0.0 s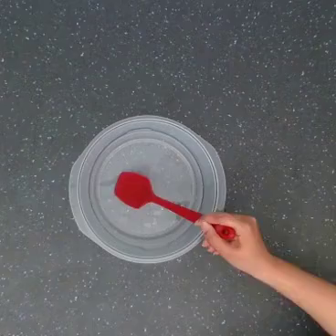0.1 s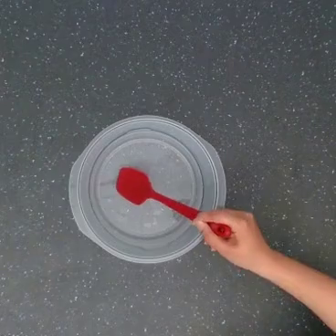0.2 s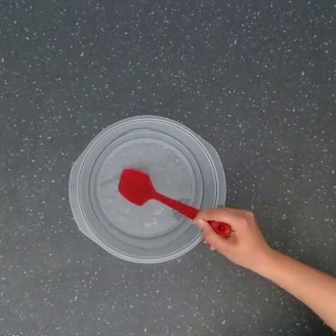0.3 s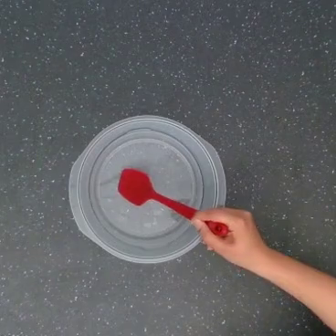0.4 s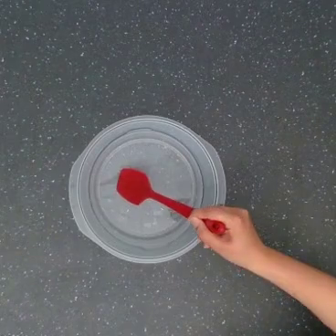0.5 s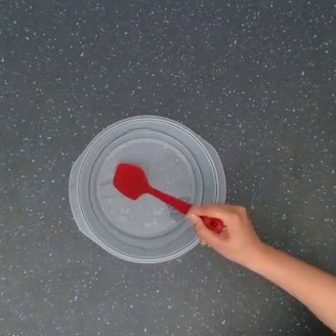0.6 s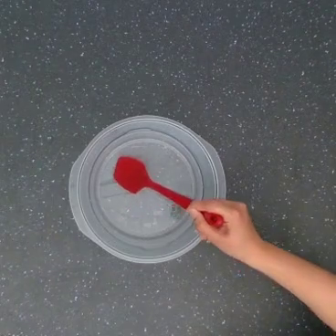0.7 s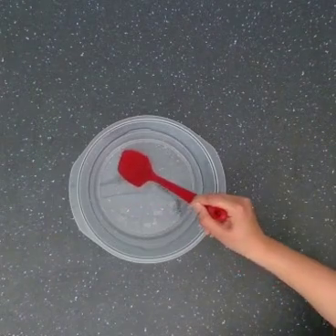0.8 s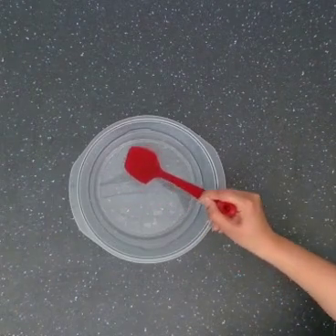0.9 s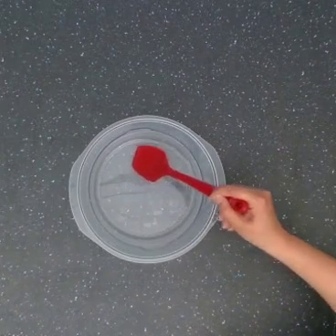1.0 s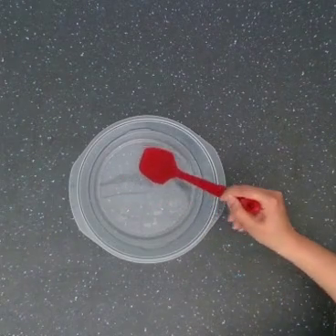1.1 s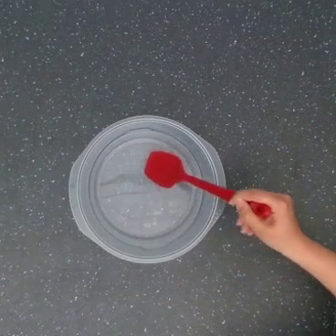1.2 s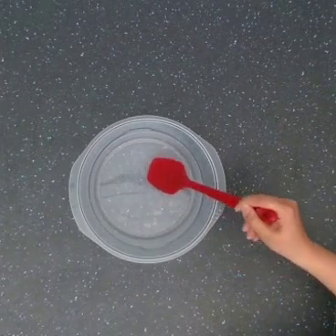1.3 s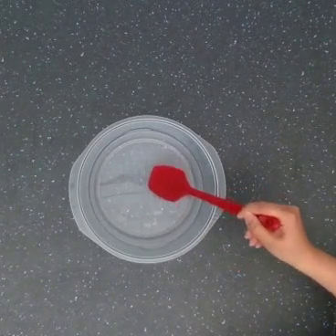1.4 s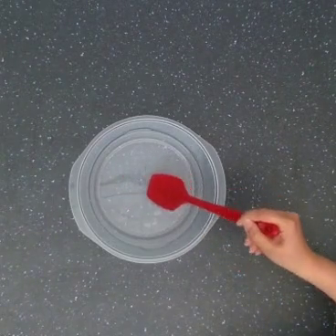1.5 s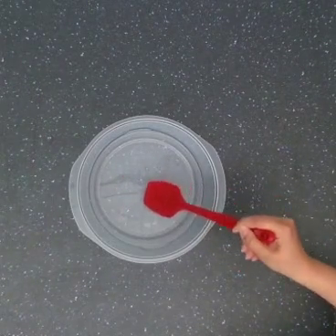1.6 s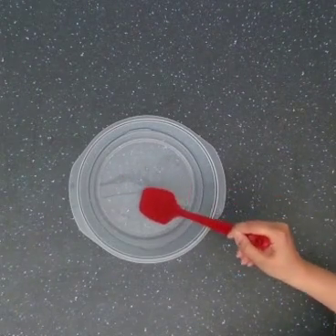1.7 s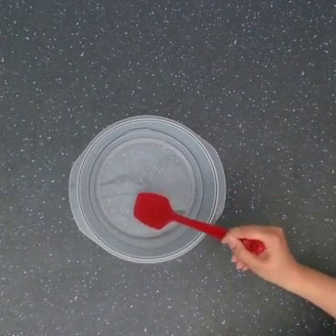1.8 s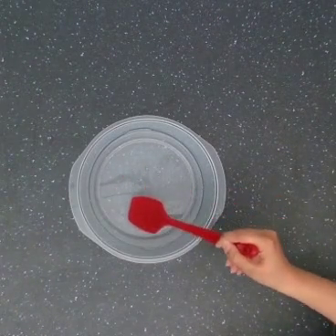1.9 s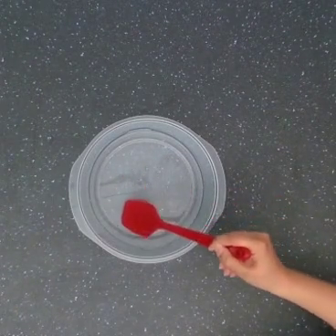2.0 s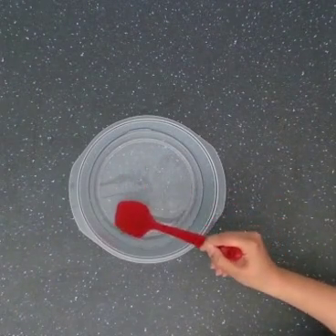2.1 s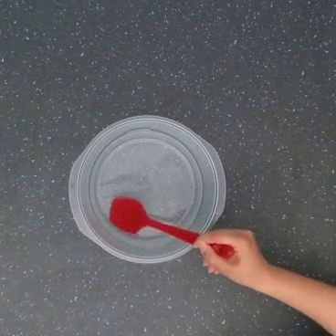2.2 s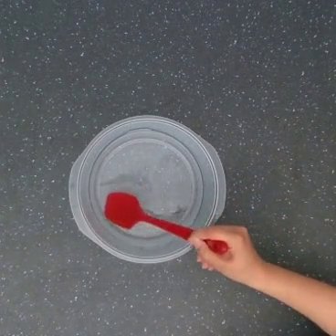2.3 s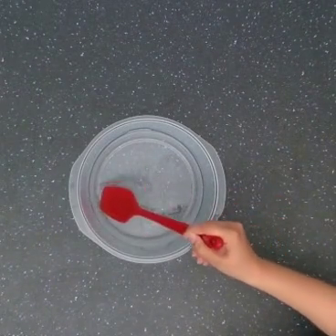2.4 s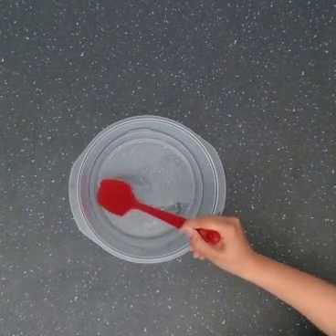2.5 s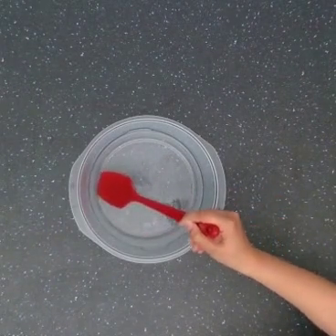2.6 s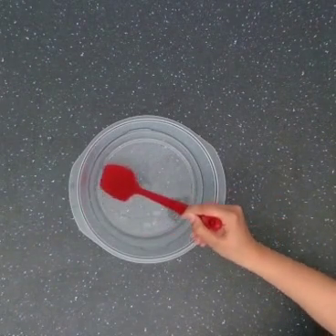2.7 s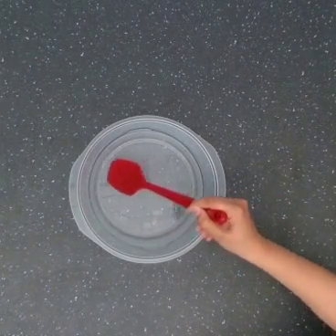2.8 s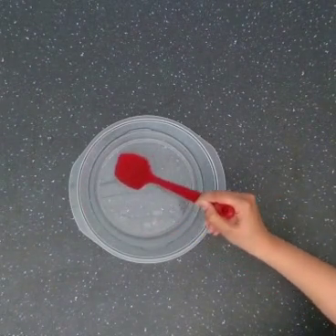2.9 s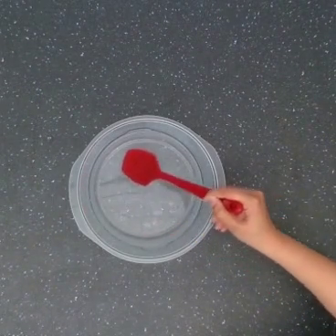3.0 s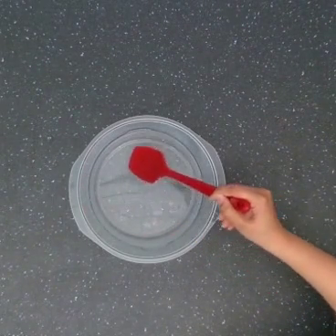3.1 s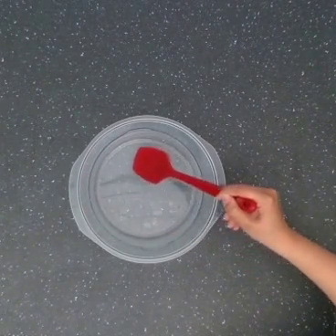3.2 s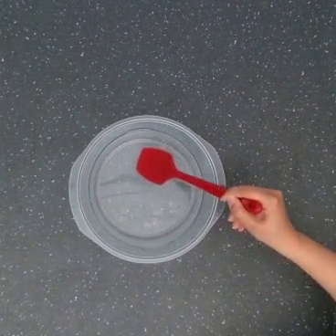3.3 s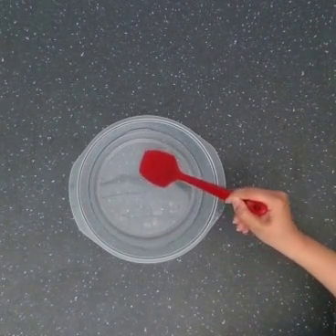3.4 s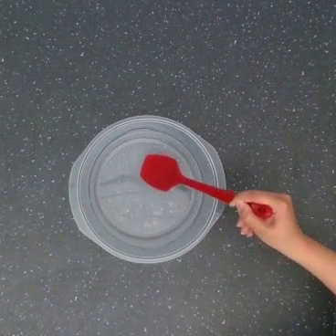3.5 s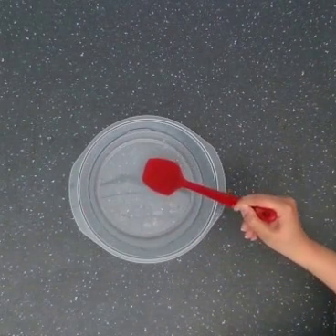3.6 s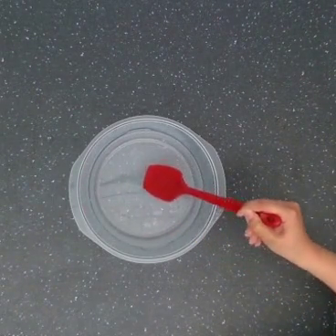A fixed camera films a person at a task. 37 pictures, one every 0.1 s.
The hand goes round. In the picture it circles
clockwise.
0.0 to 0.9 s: The hand goes upward and to the right.
0.9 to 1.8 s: The hand goes downward, on a clockwise arc.
1.8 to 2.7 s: The hand goes to the left and upward, on a clockwise arc.
2.7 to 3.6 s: The hand goes to the right, on a clockwise arc.
In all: It circles clockwise, turning through about 540 degrees.
Task: stir.
Motion: make a circular motion clockwise.
